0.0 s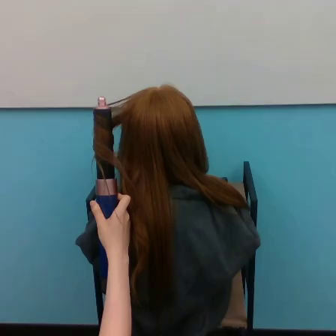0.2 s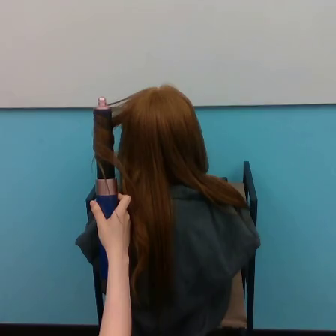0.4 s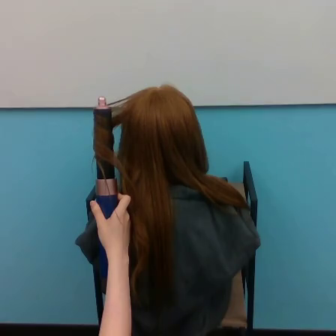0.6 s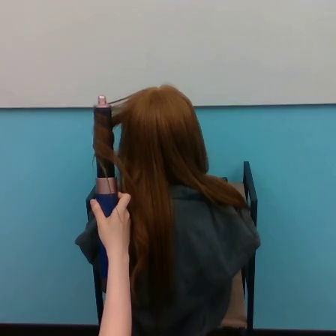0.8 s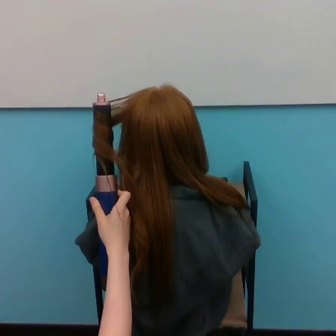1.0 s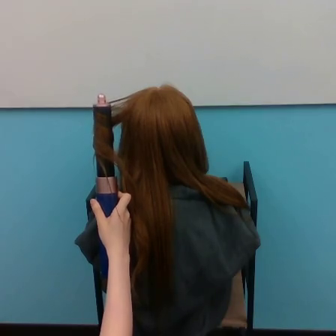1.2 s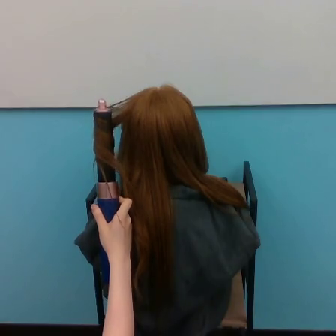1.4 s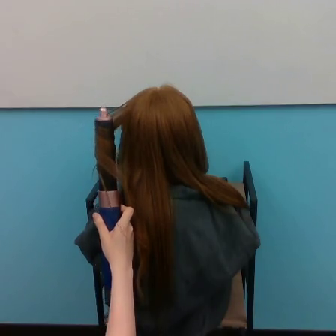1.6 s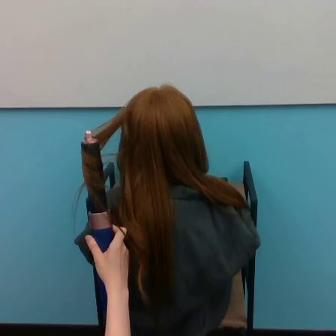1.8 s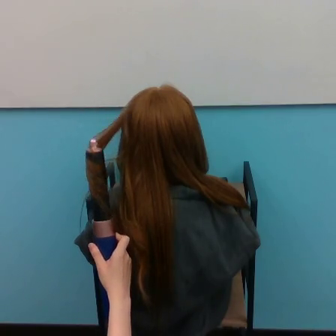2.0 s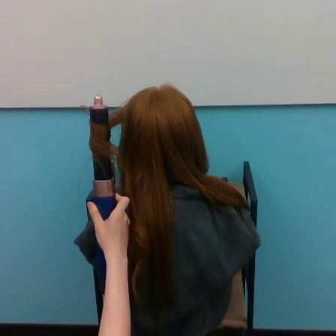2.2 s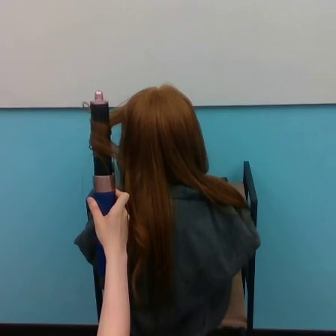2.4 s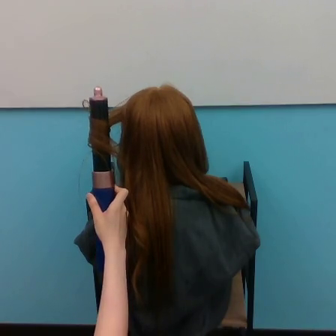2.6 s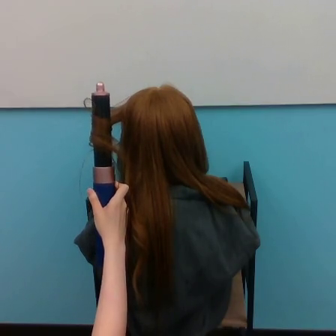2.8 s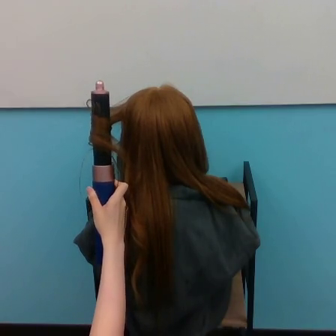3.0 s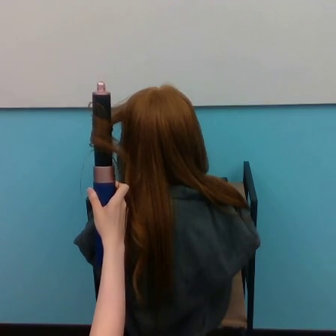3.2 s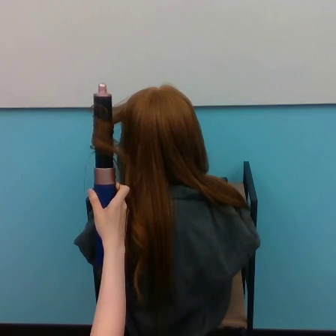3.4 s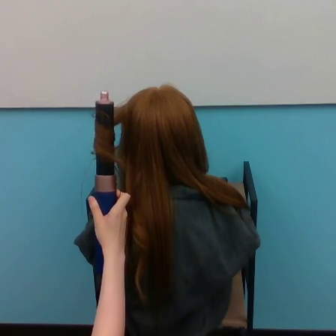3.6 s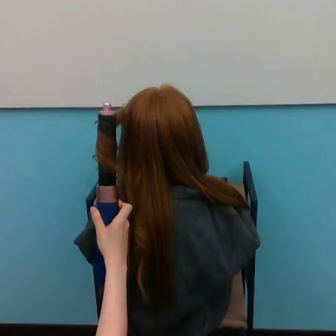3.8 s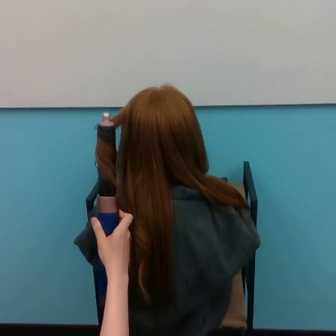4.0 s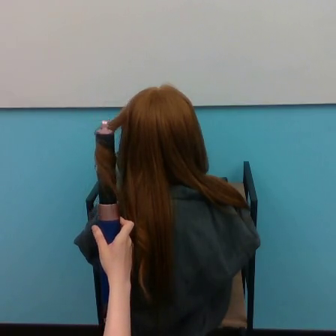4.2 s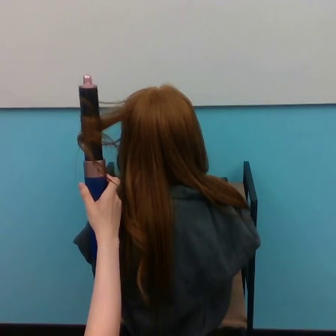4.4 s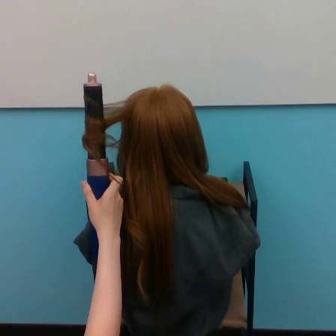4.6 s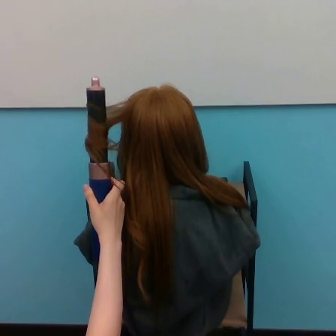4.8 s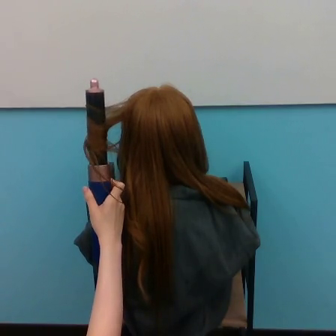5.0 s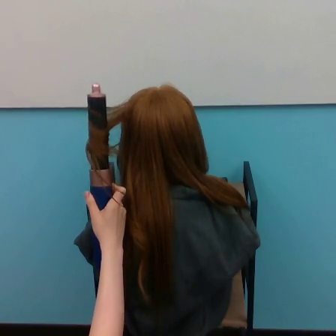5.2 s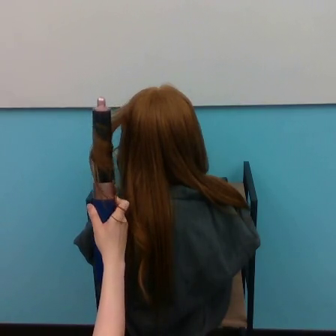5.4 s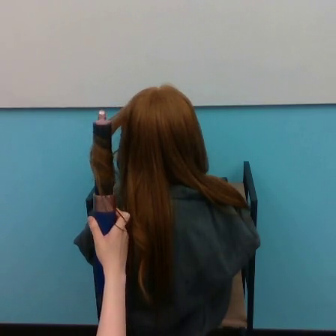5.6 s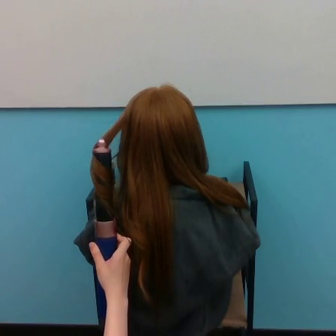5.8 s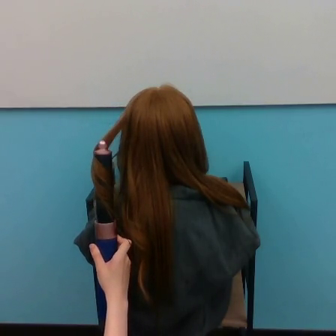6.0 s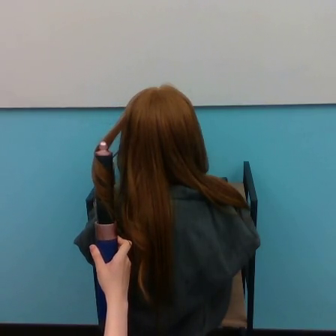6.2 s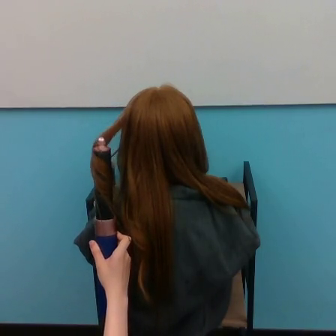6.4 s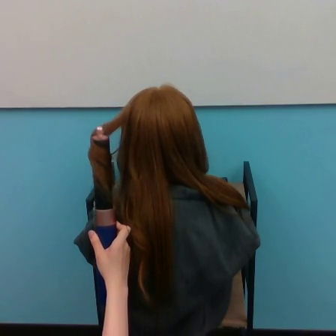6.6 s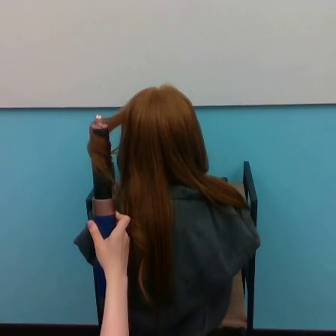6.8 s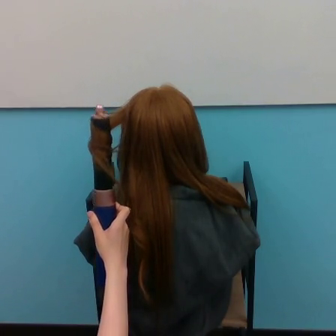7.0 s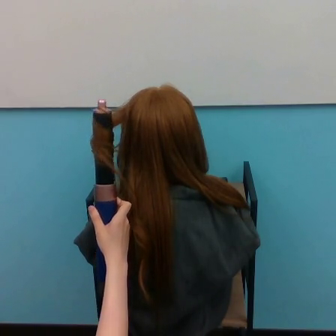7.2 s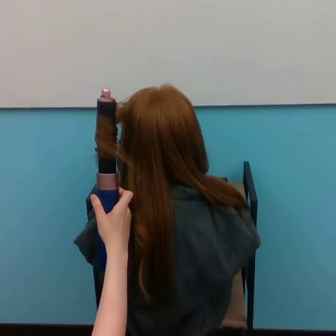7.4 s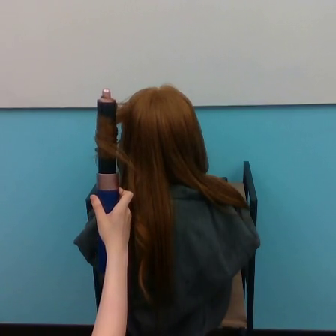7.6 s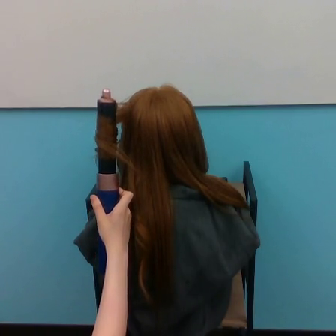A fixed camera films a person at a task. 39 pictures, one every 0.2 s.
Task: curl hair.
Motion: move down and up 3 times.
0.0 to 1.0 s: The hand moves only a little.
1.0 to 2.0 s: The hand goes downward, then upward.
2.0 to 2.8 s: The hand moves only a little.
2.8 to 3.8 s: The hand goes downward.
3.8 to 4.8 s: The hand goes upward.
4.8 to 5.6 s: The hand goes downward.
5.6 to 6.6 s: The hand goes upward.
6.6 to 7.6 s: The hand goes upward.
